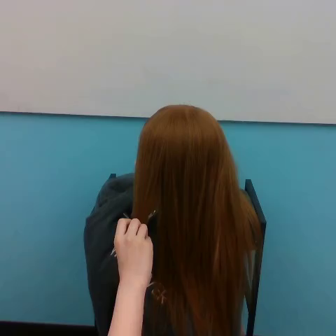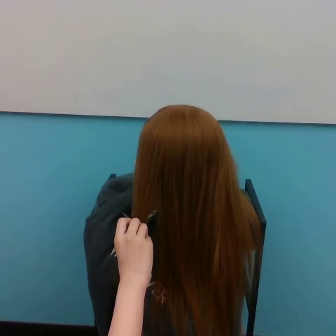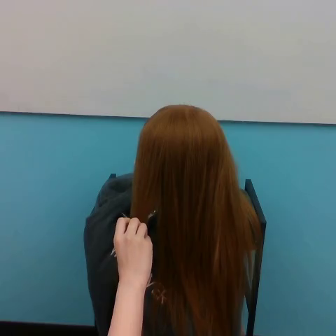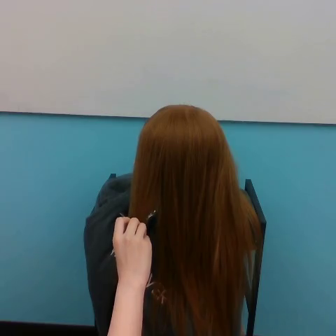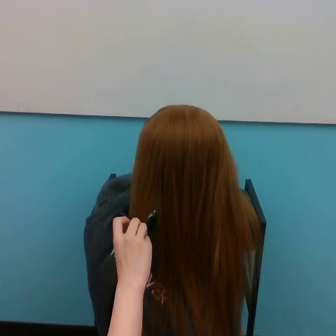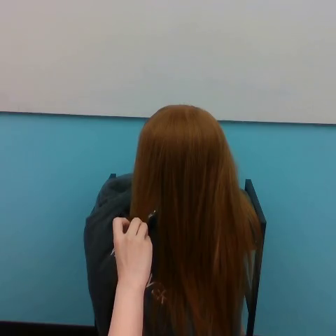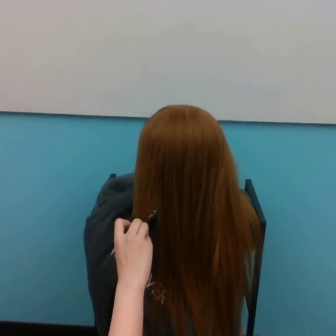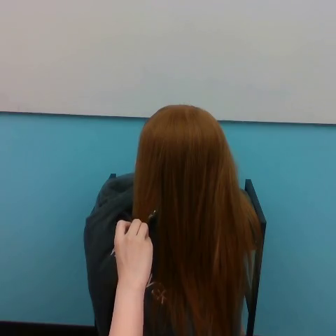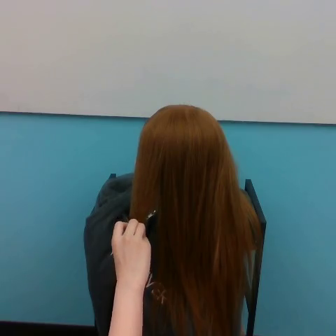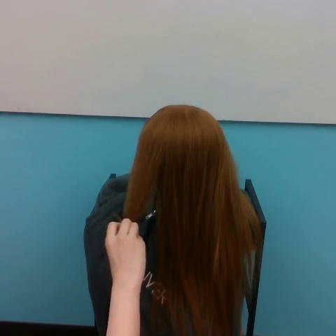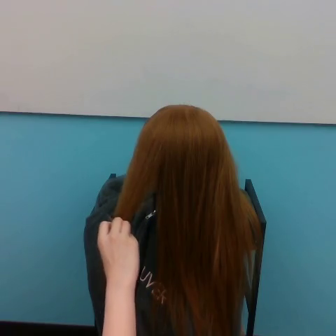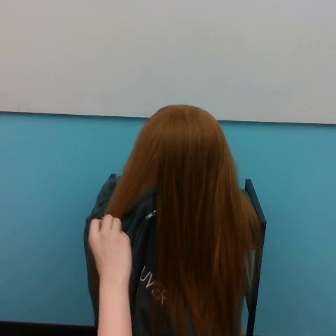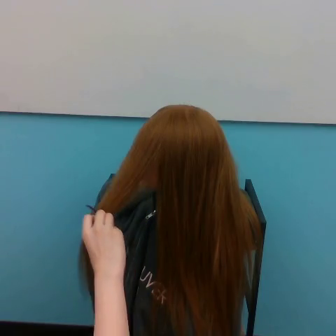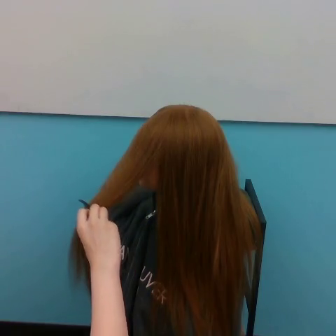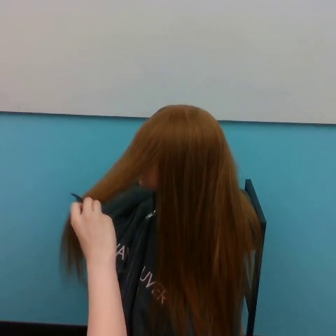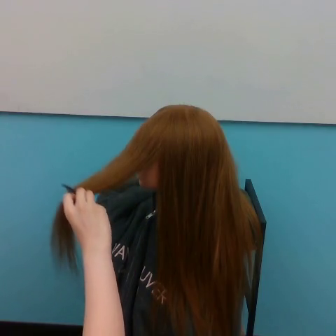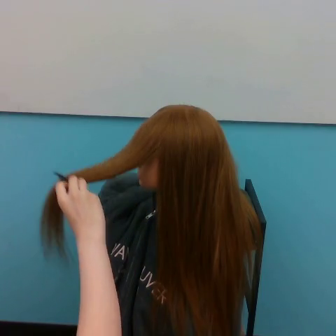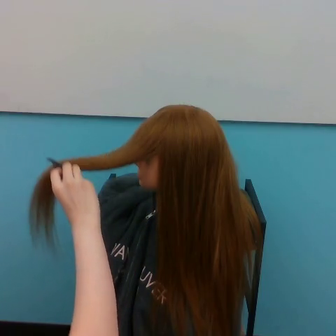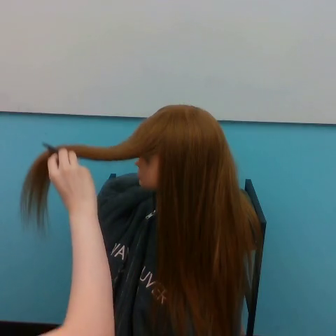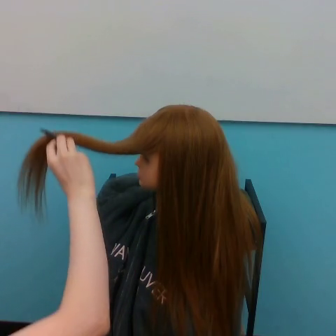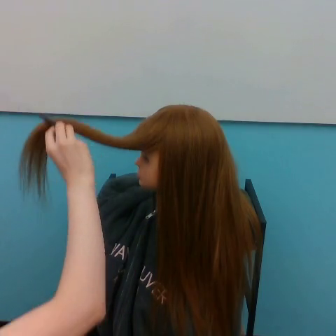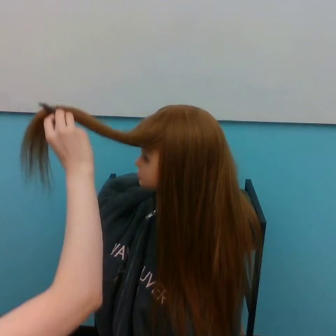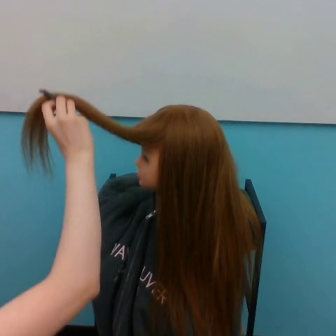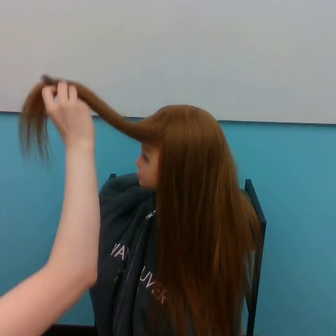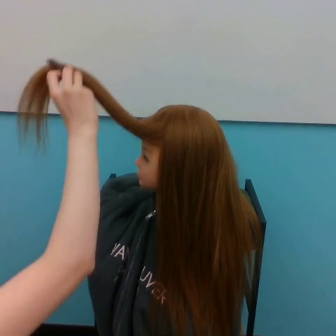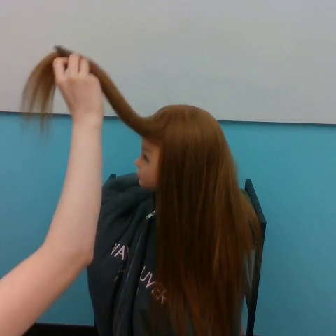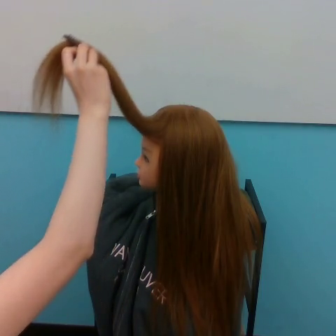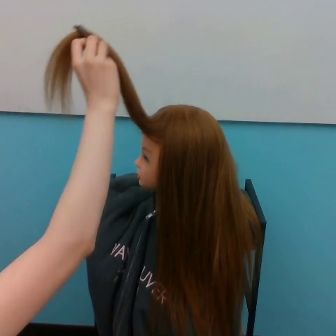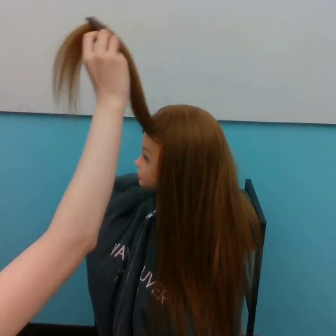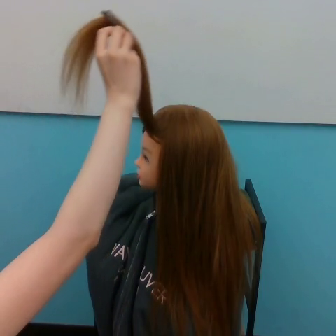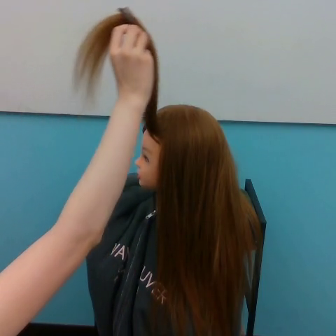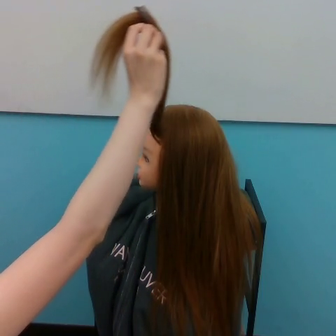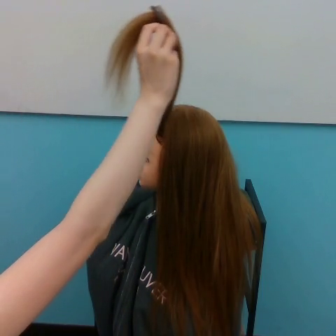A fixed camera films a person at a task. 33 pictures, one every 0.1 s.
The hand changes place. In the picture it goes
upward.
0.0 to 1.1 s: The hand goes to the left.
1.1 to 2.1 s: The hand goes upward and to the left.
2.1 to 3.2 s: The hand goes to the right and upward, on a clockwise arc.
Task: tidy side hair.
